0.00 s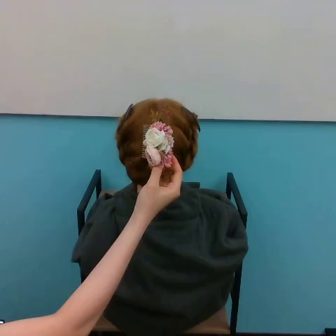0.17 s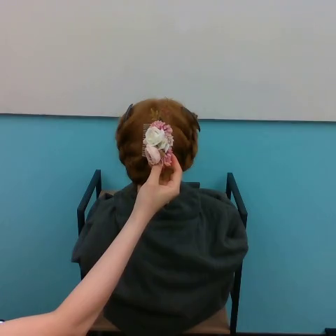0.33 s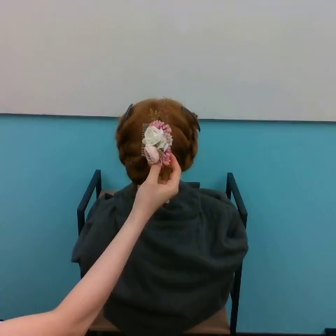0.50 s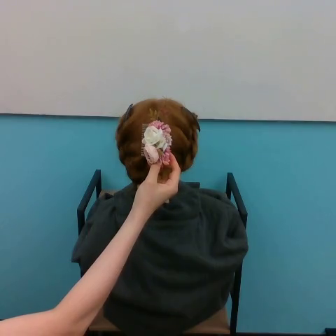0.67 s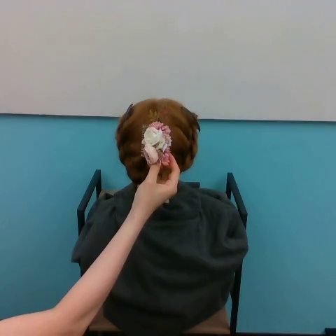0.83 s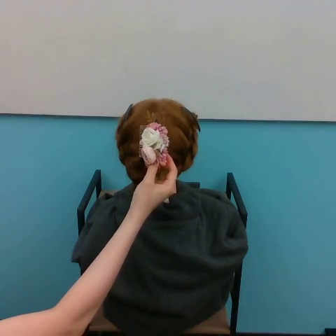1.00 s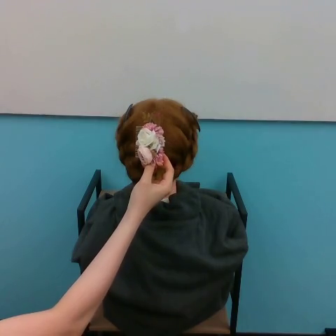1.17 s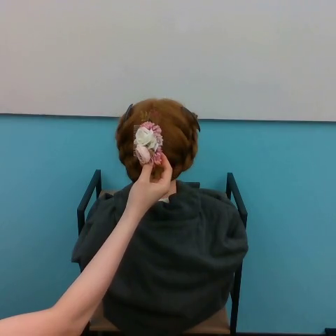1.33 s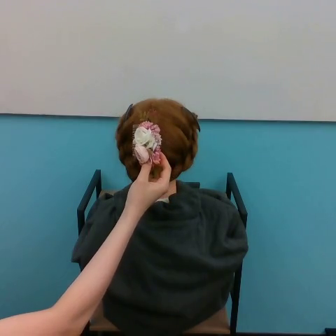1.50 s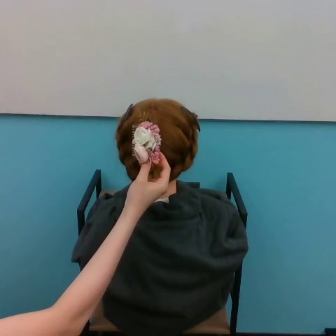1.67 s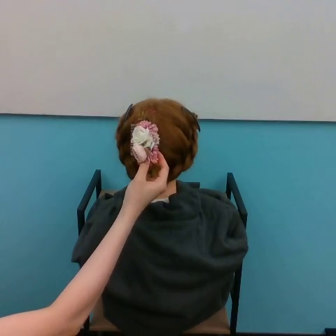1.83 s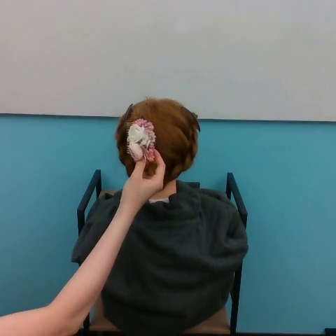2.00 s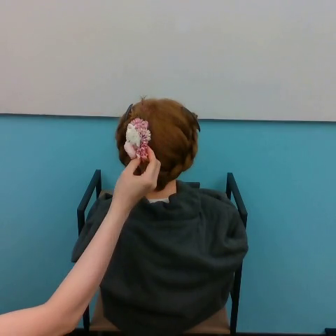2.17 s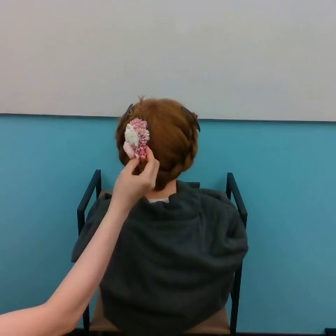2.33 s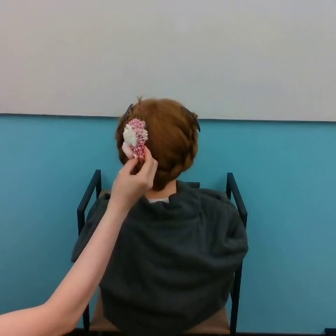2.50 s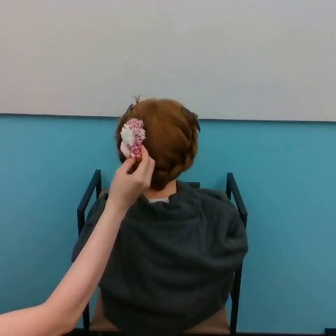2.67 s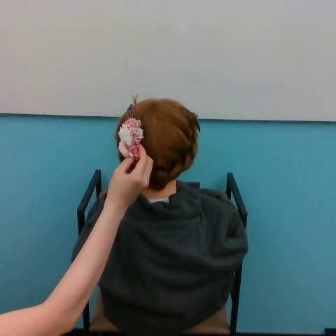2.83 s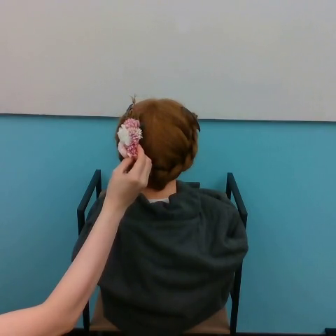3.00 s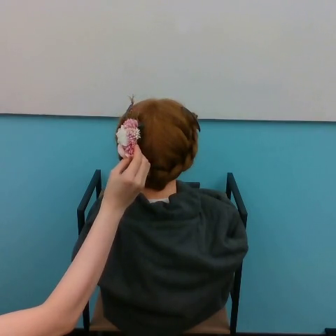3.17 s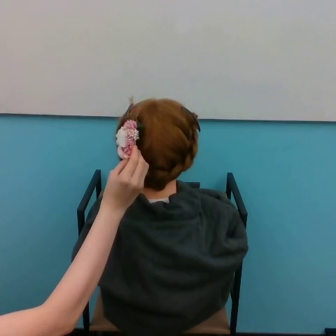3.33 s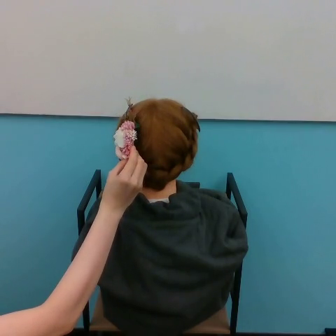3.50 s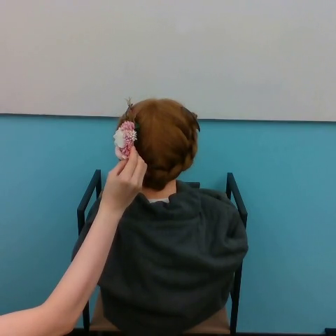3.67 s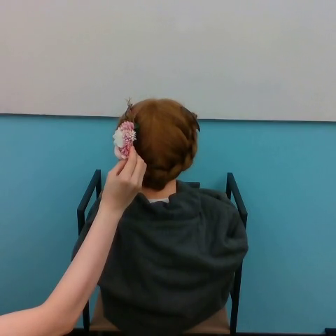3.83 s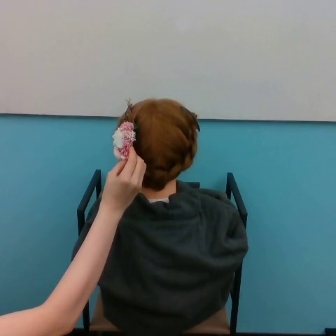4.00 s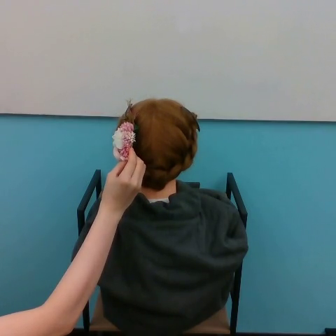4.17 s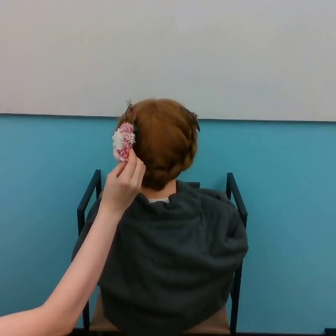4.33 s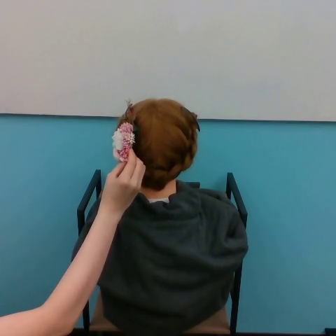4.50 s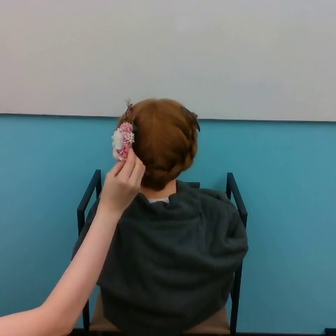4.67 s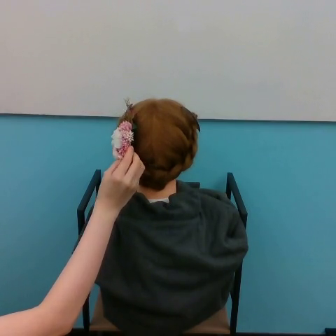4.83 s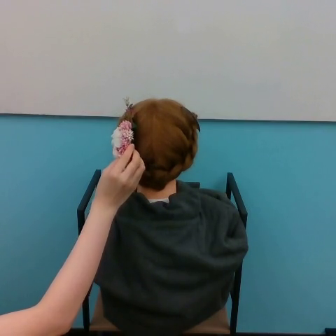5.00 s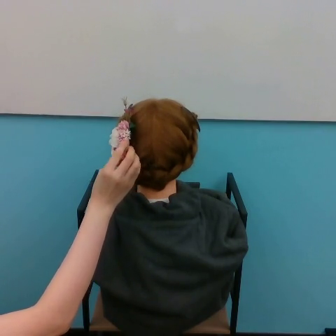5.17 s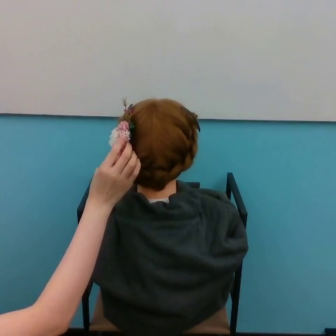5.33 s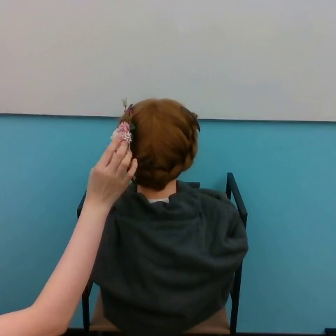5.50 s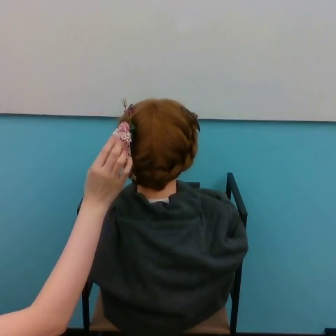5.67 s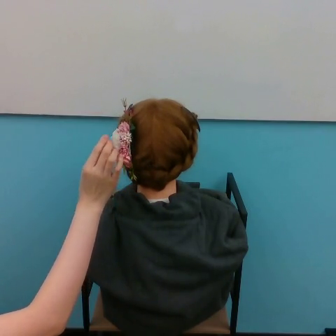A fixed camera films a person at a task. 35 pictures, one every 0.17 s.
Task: tuck flower in hair.
Motion: move to the left.
0.00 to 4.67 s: The hand goes to the left.
4.67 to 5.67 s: The hand goes to the left.
